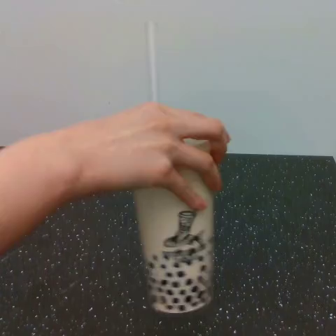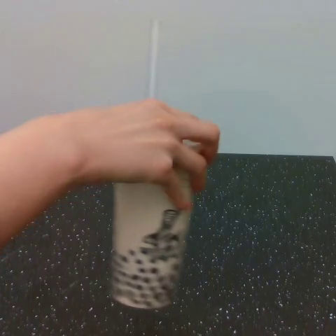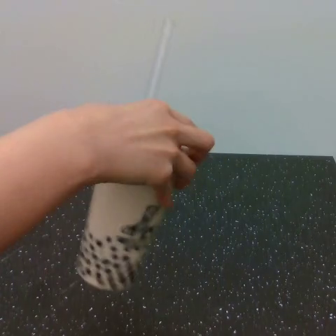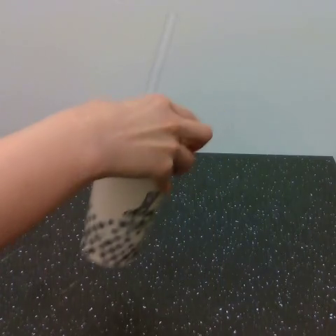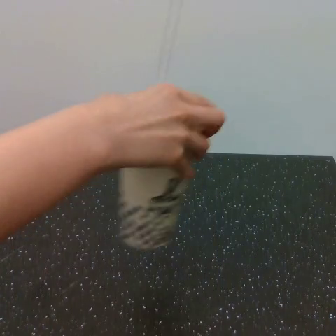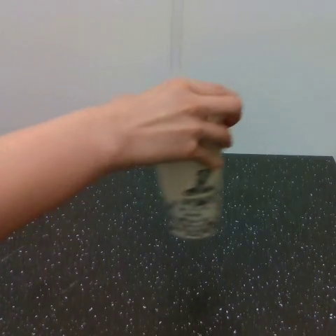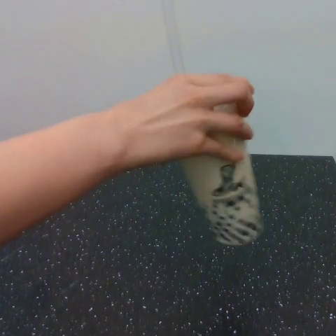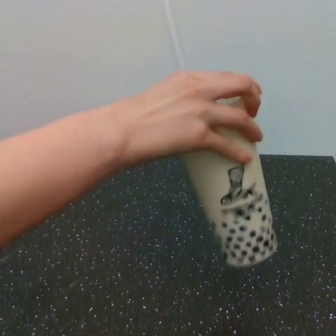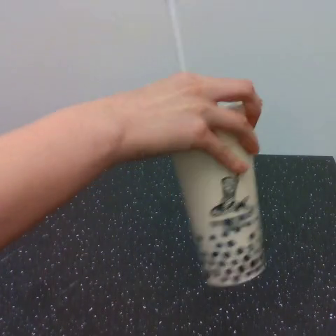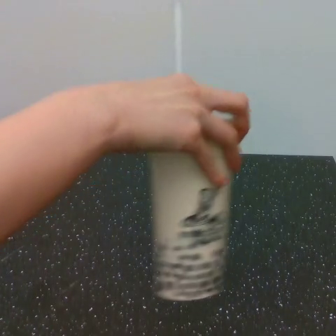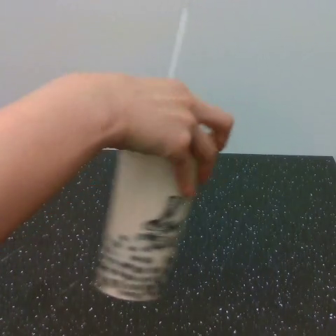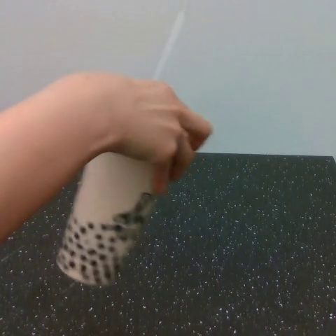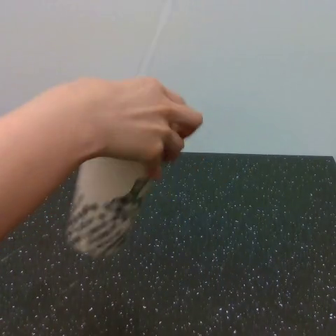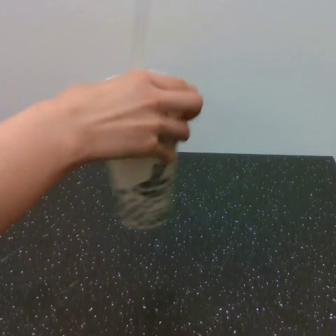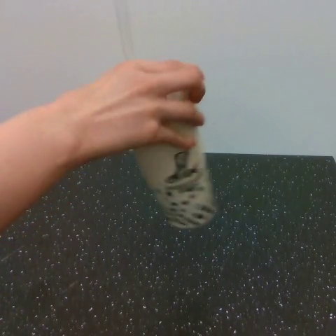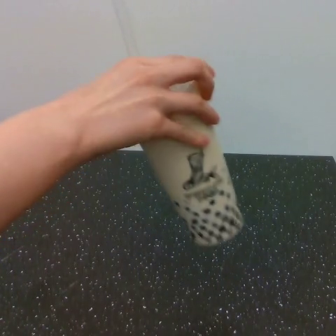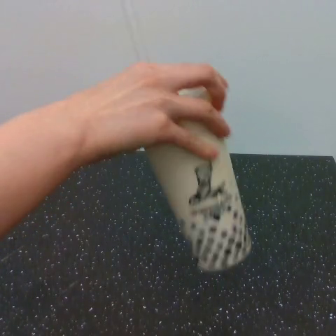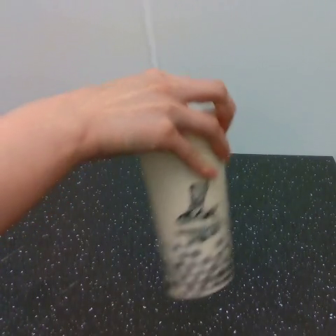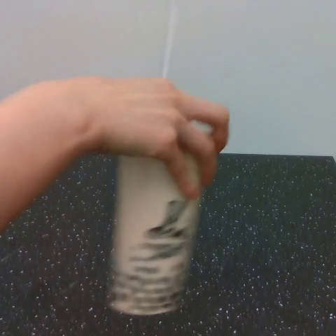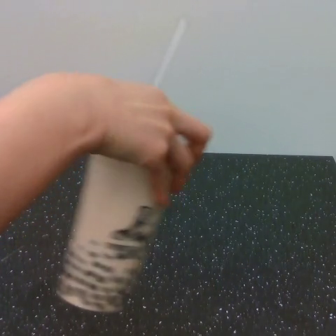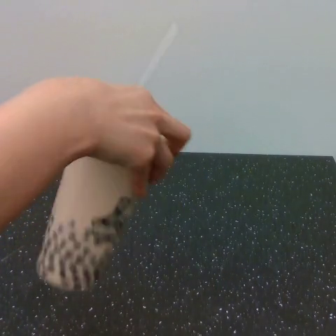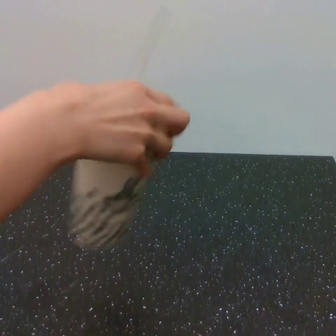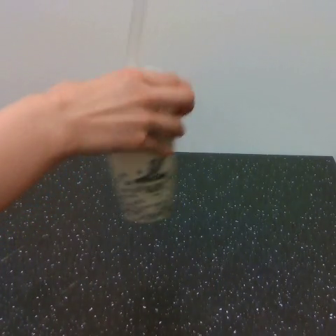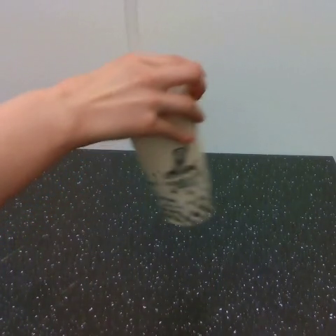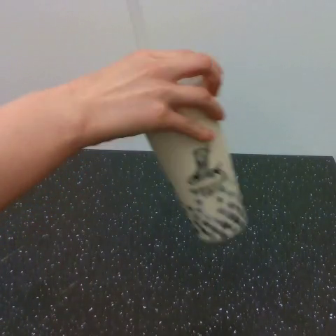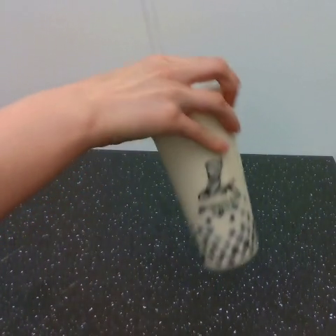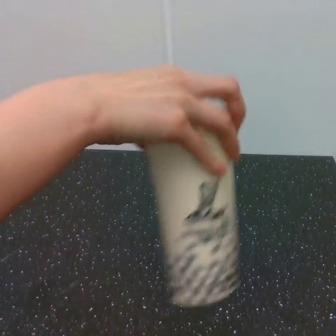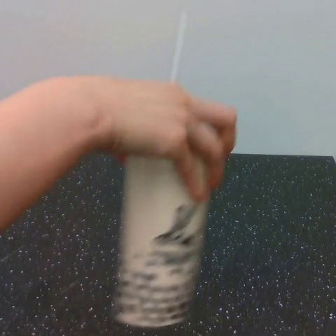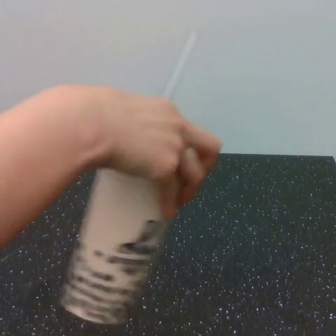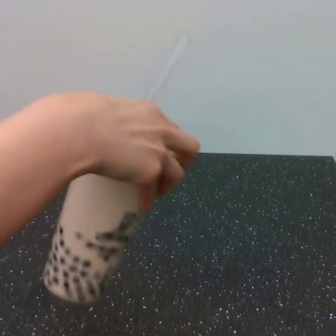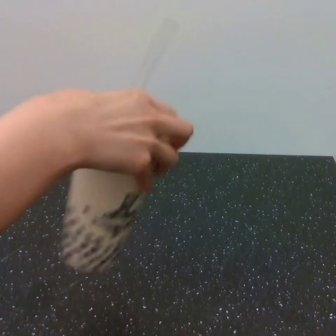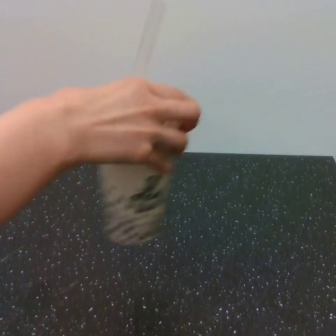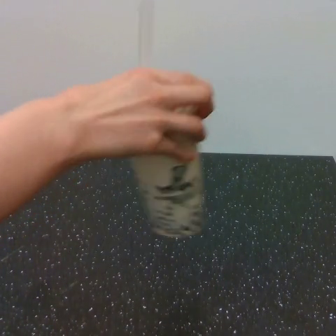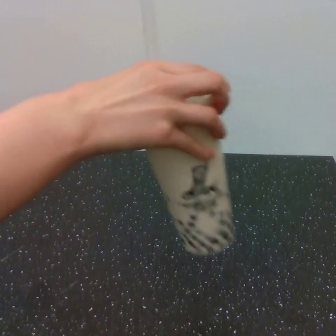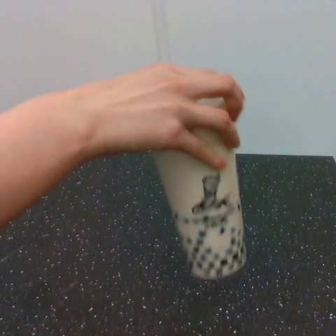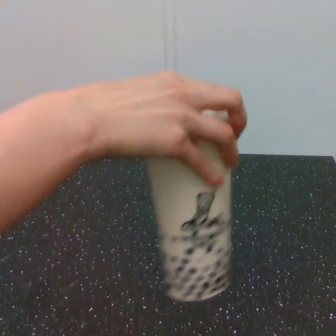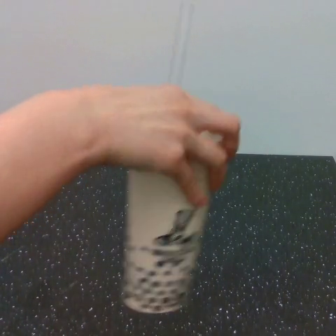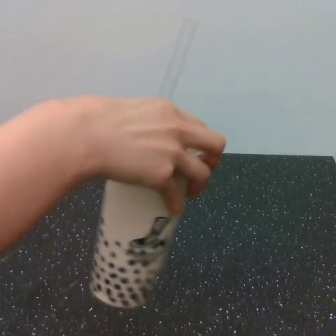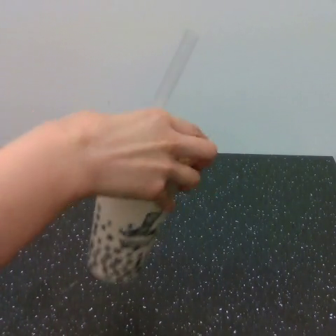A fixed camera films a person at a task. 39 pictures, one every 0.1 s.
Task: shake the boba.
Motion: make 4 circular motions clockwise.
0.0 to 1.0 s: The hand goes upward and to the right, then to the left and downward.
1.0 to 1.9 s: The hand goes upward and to the left, then downward, on a clockwise arc.
1.9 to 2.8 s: The hand goes upward and to the right, then downward, on a clockwise arc.
2.8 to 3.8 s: The hand goes upward, then downward and to the left, on a clockwise arc.
